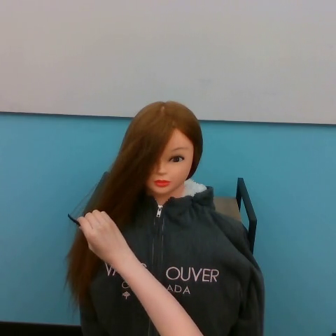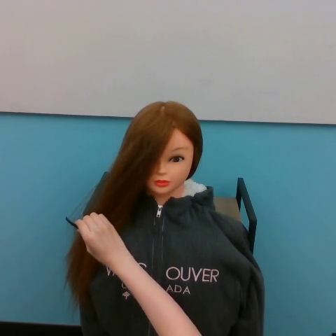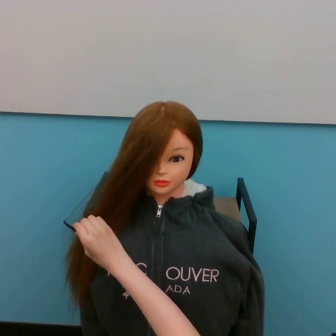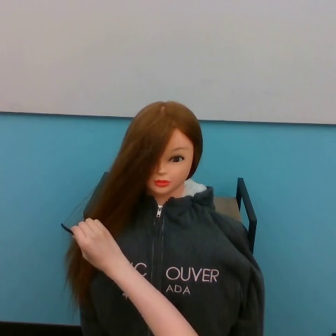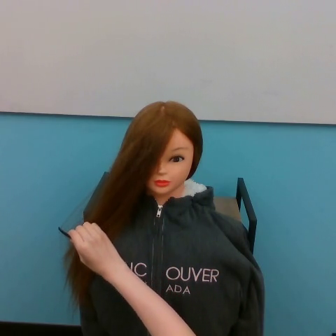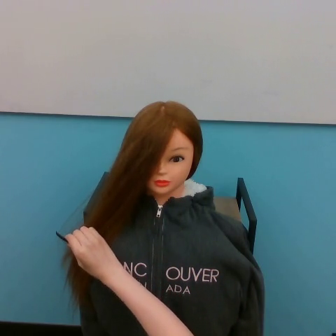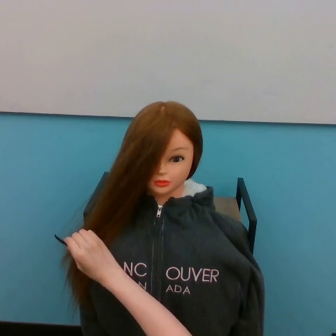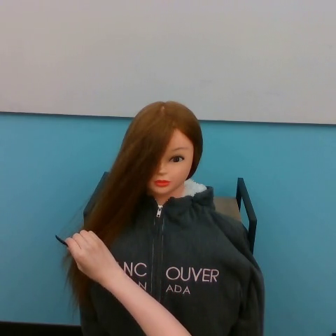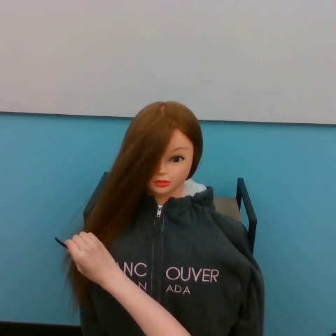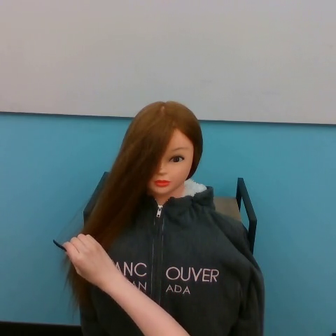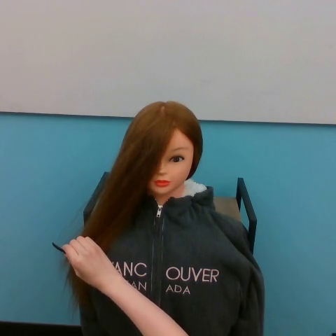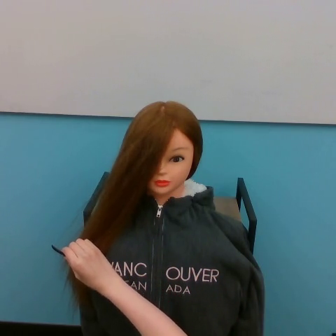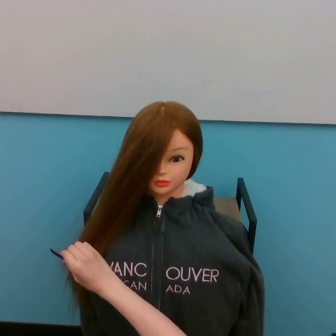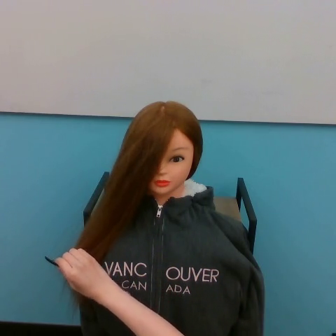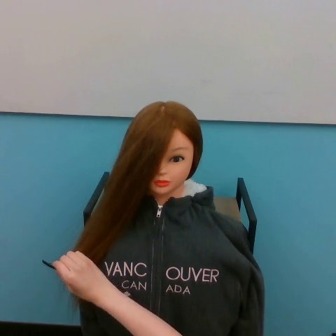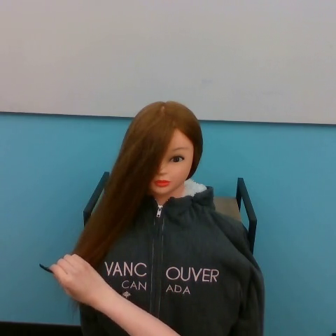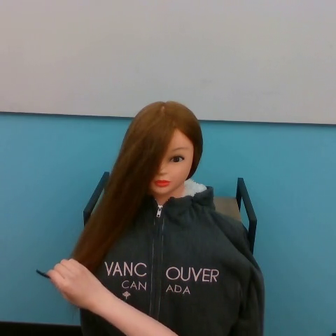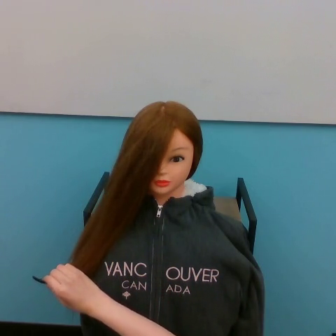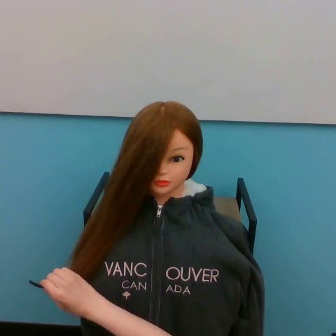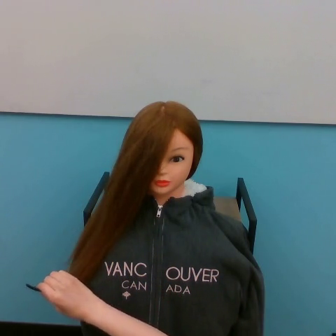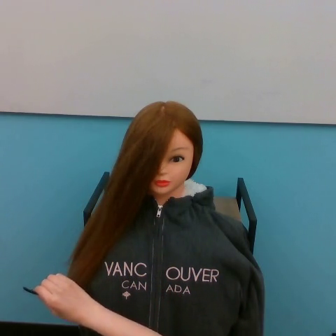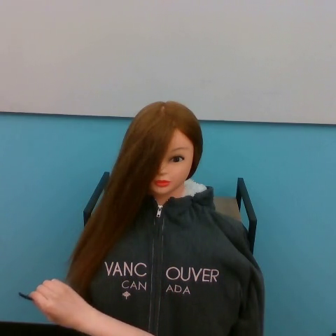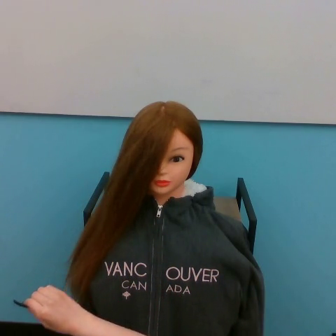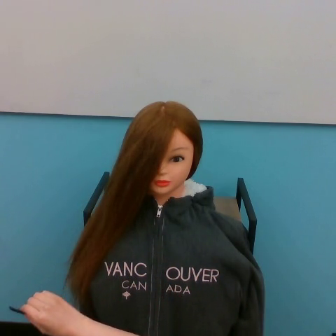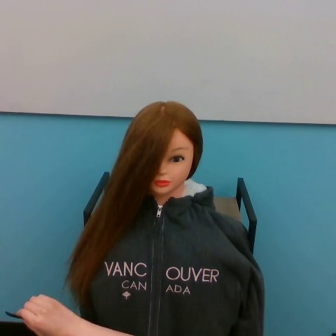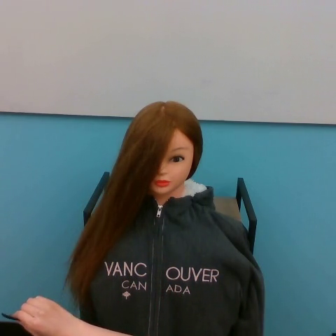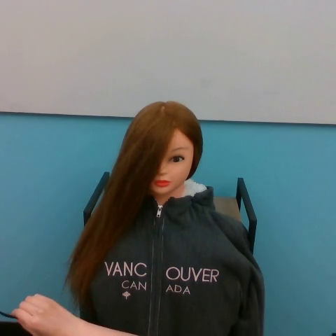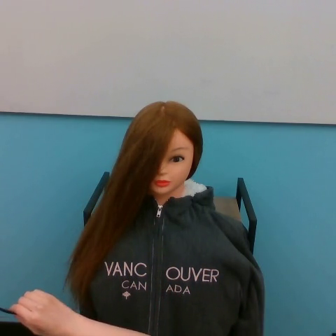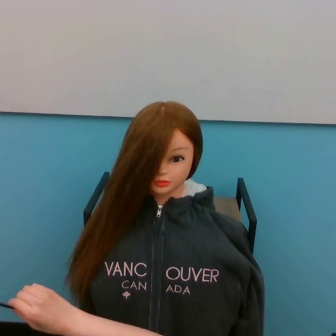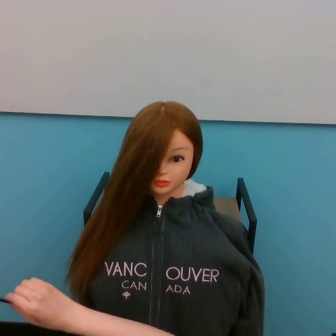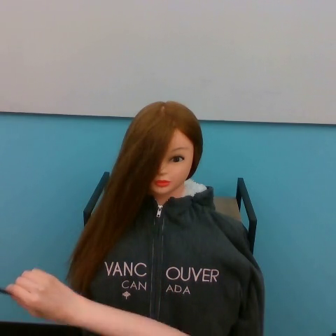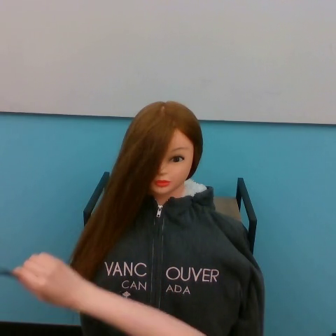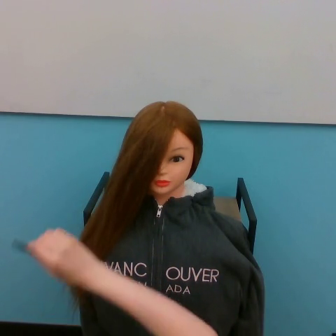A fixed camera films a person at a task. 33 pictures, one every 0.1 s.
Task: brush hair.
0.0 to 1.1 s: The hand goes downward and to the left.
1.1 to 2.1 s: The hand goes downward and to the left.
2.1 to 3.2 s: The hand goes upward.
